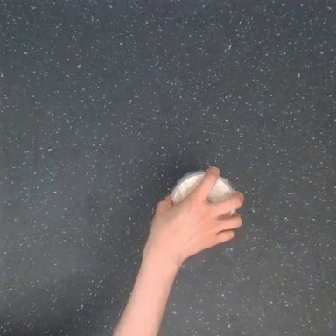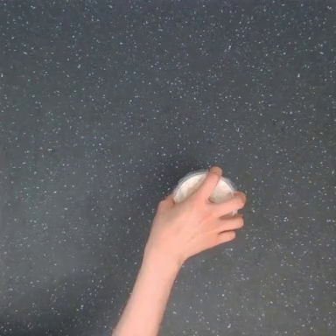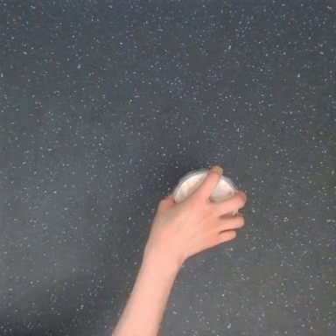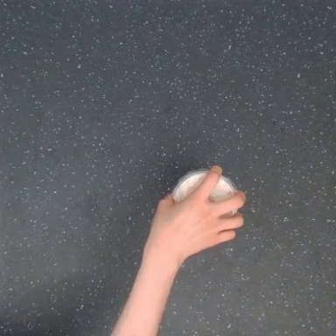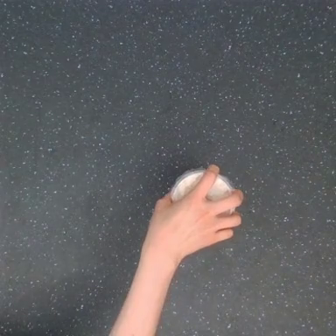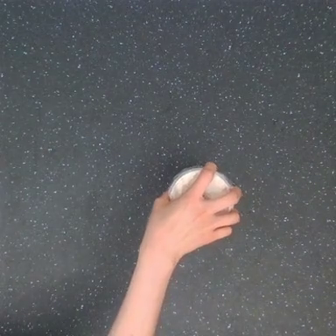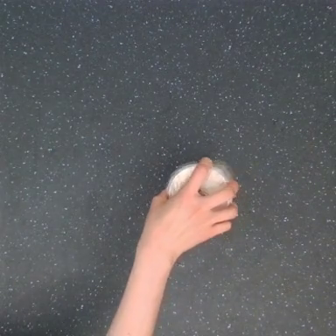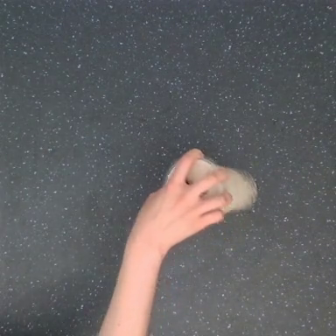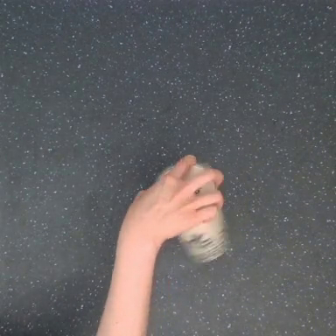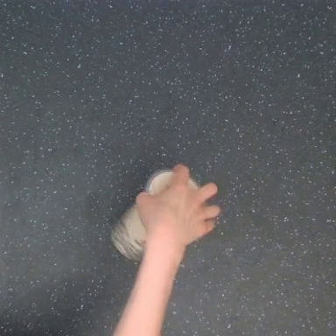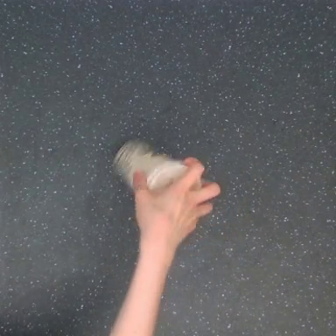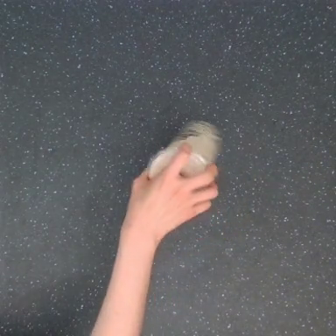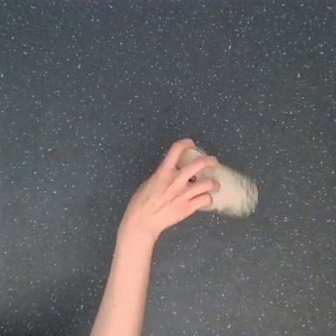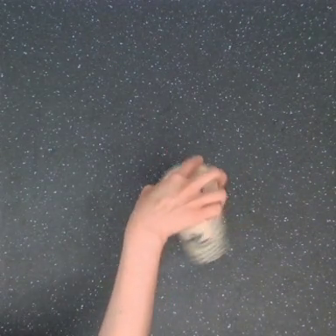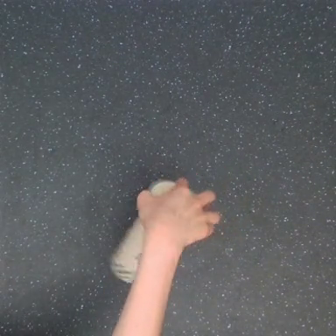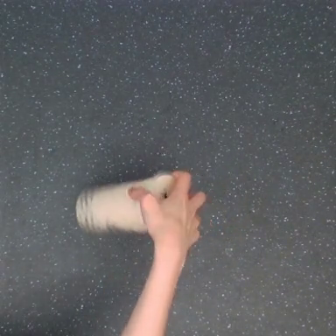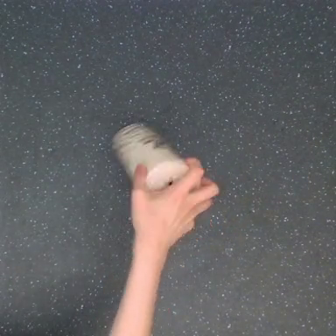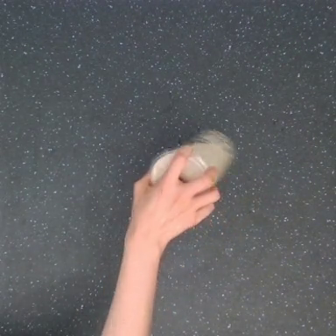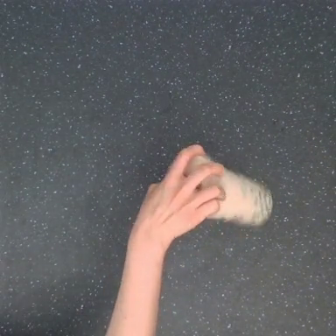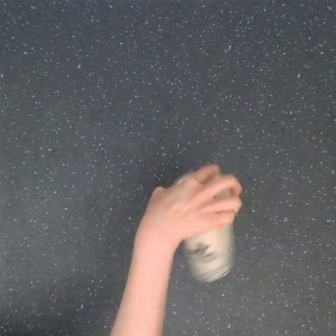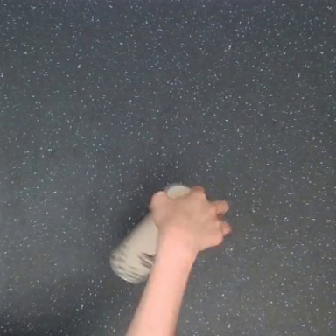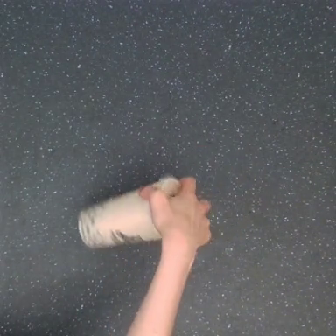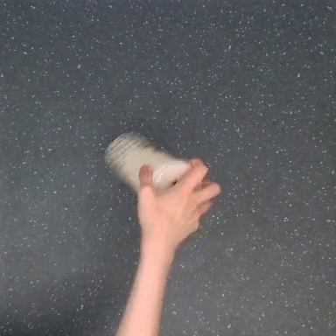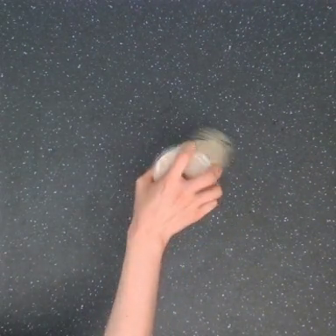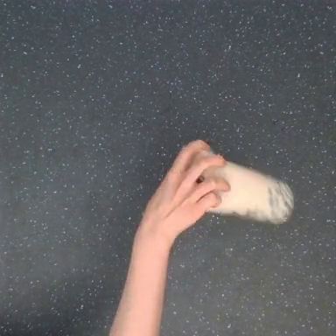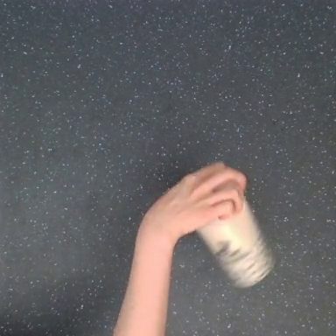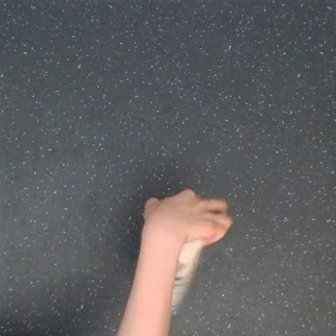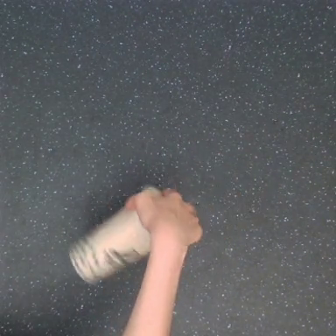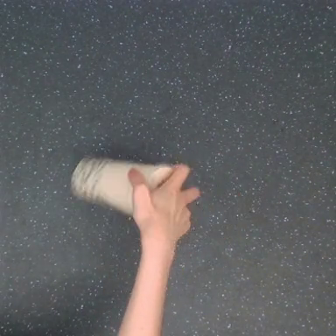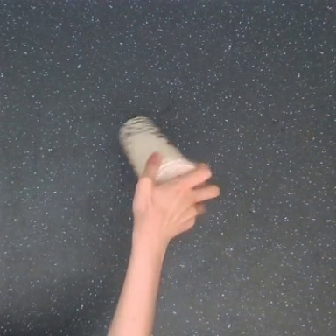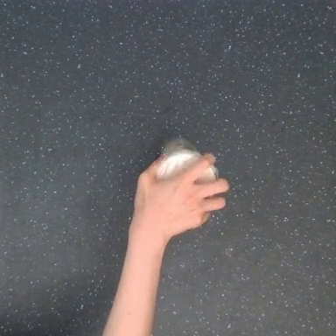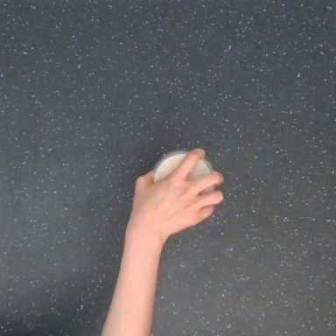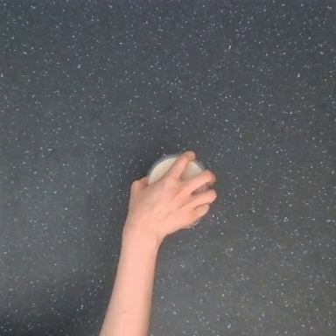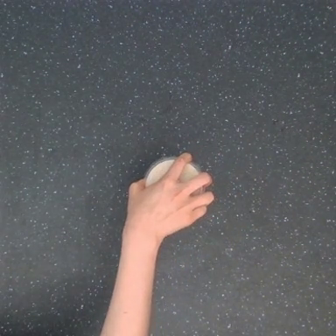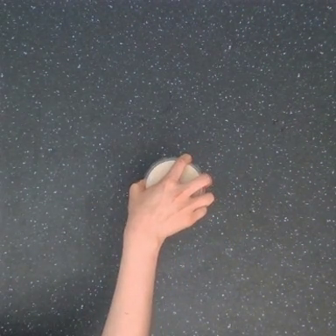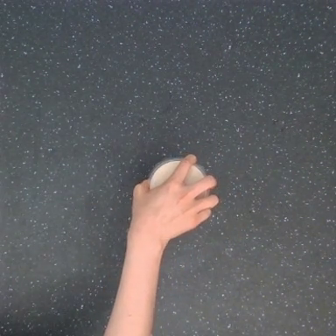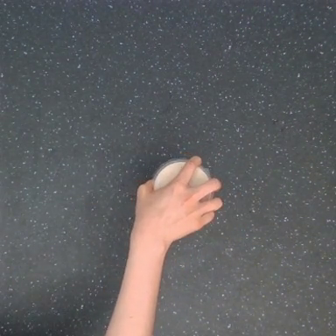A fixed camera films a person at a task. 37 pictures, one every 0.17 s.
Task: shake the boba.
Motion: make 4 circular motions clockwise, holding the lid.
0.00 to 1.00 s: The hand moves only a little.
1.00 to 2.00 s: The hand goes upward and to the left.
2.00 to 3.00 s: The hand goes downward, then upward and to the right, on a clockwise arc.
3.00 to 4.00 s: The hand goes downward, then upward, on a clockwise arc.
4.00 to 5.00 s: The hand goes downward and to the left, then upward and to the right, on a clockwise arc.
5.00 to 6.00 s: The hand moves only a little.
